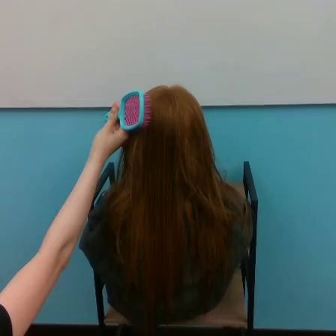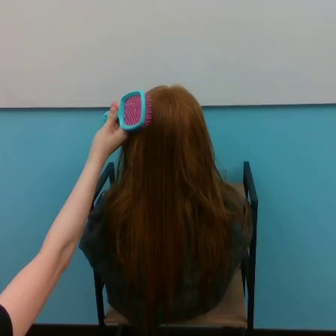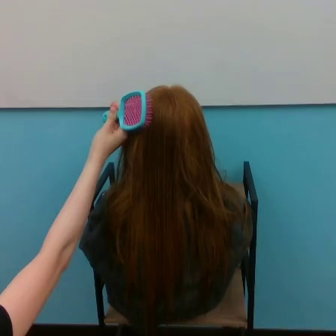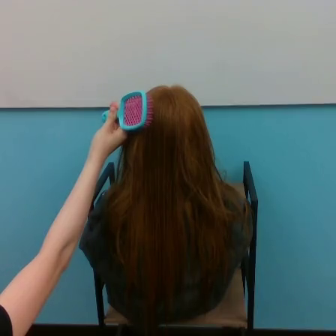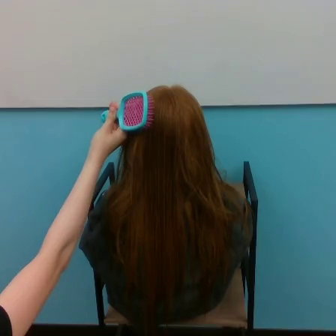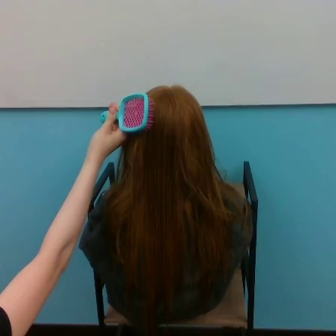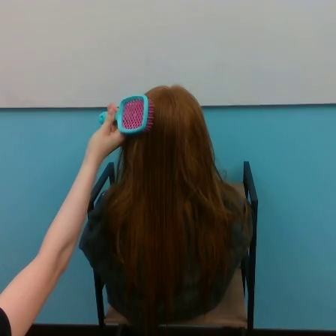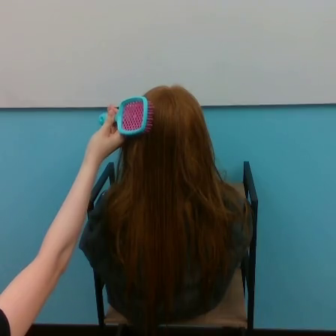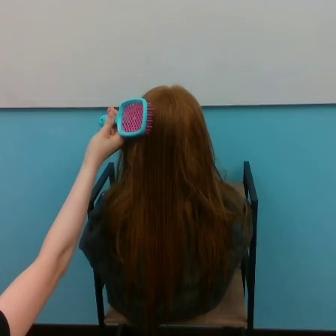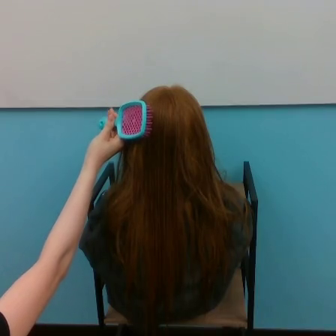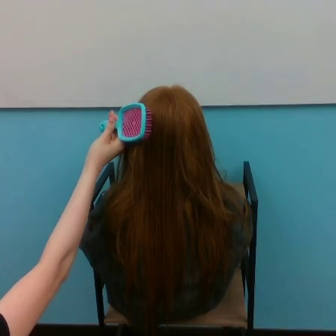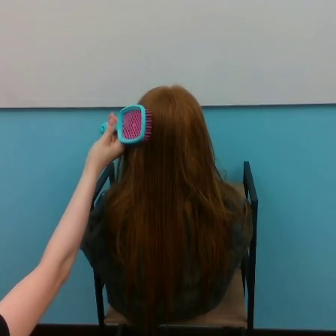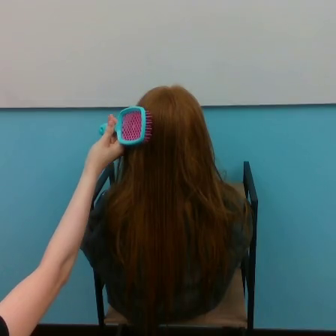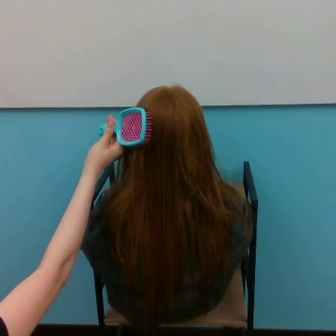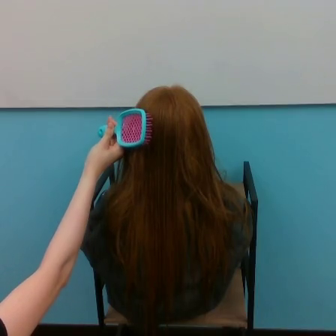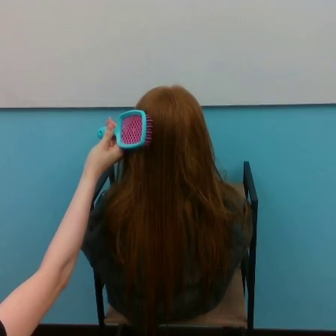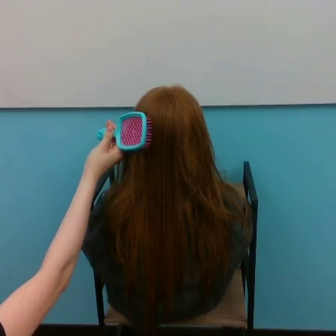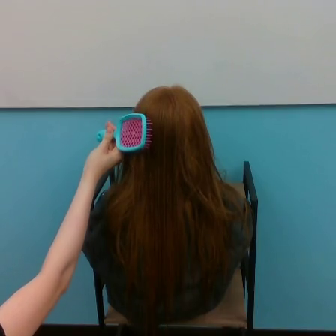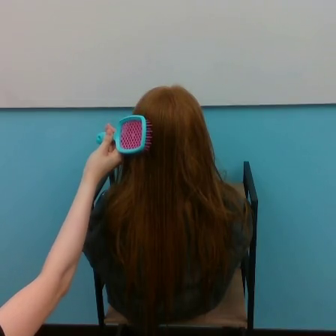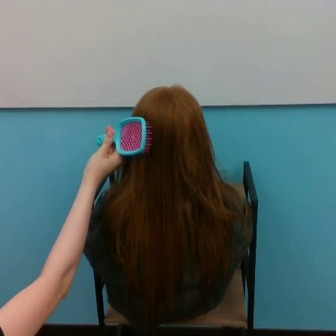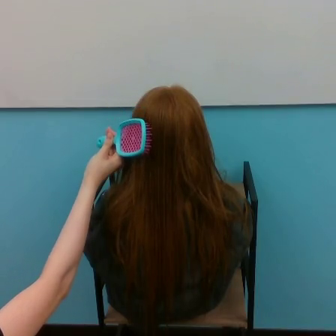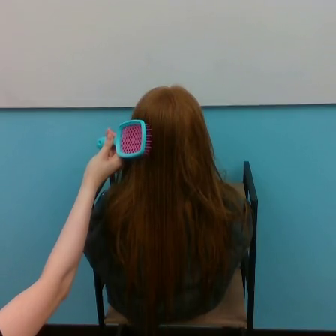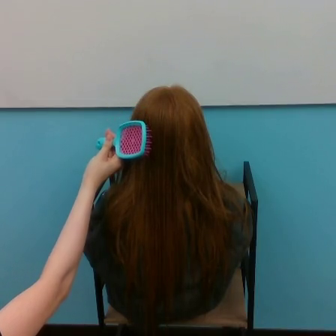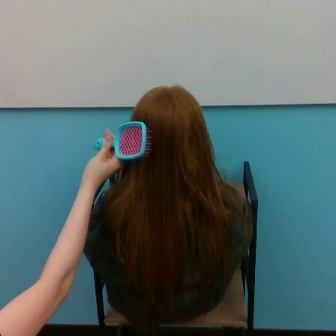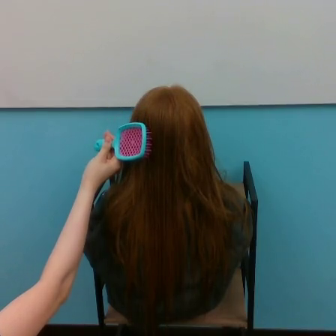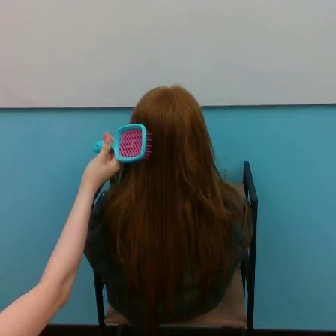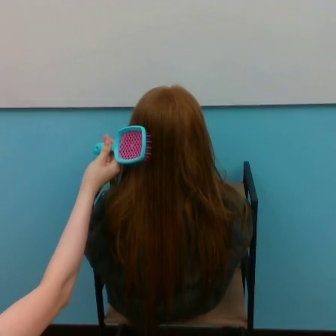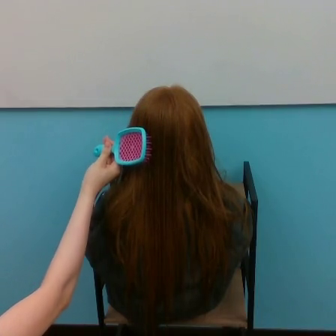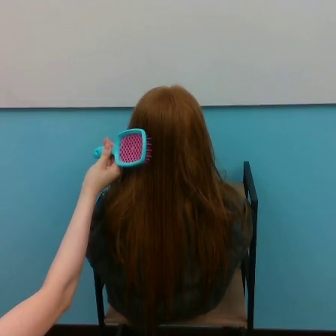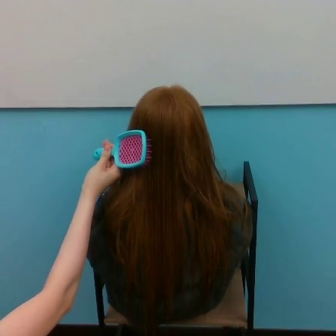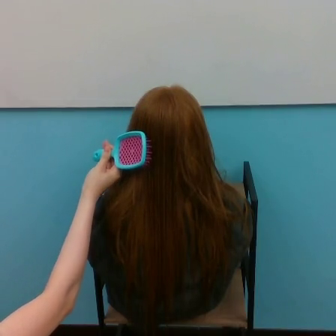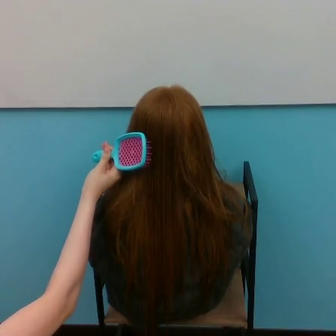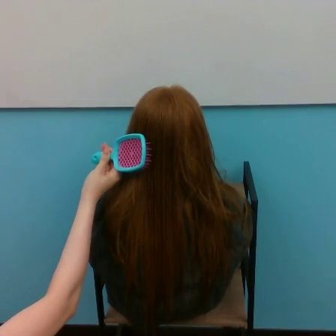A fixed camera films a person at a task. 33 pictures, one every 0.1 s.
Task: brush hair.
0.0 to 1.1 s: The hand moves only a little.
1.1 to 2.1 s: The hand goes downward.
2.1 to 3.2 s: The hand goes downward.
